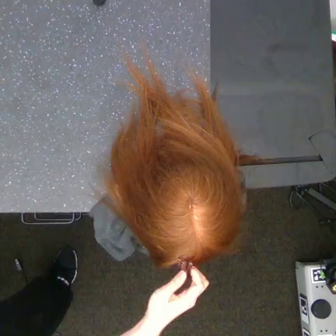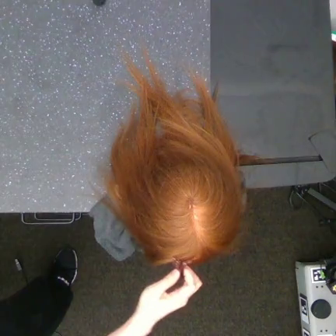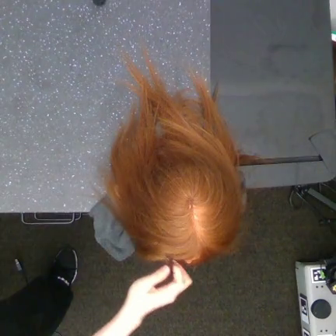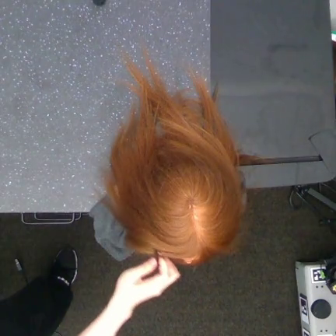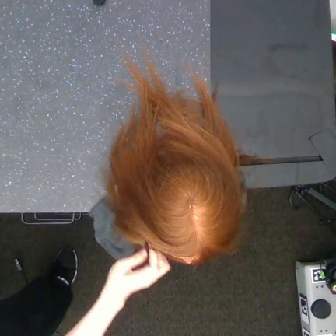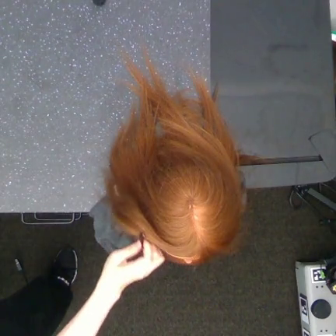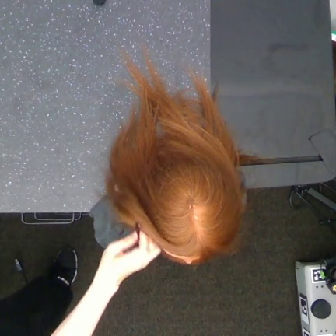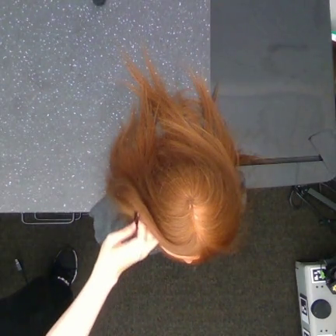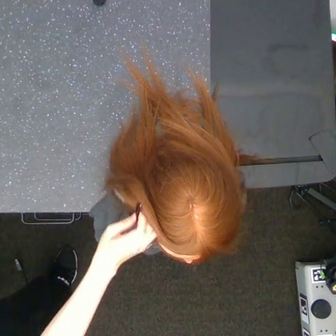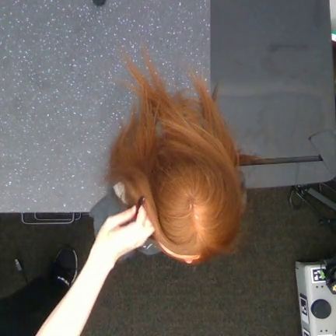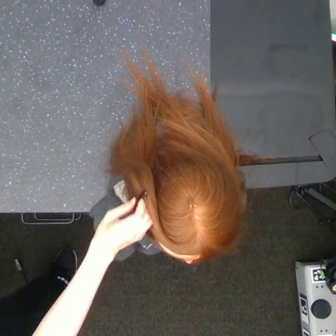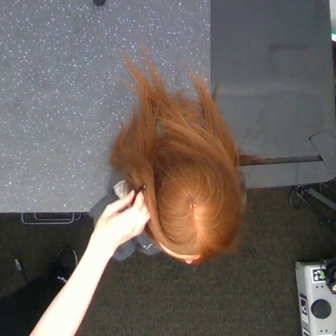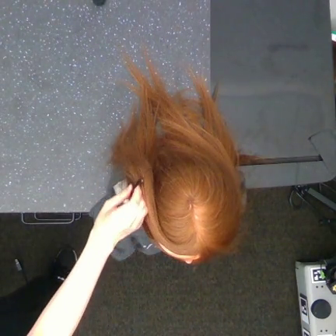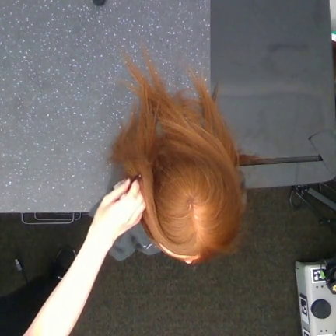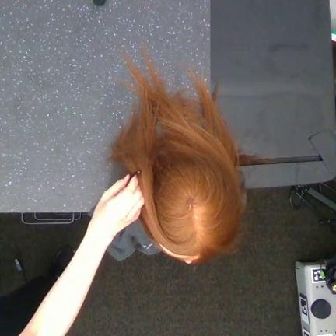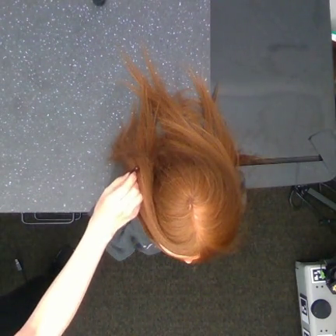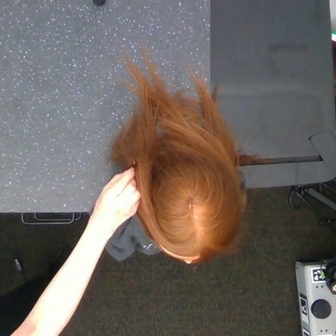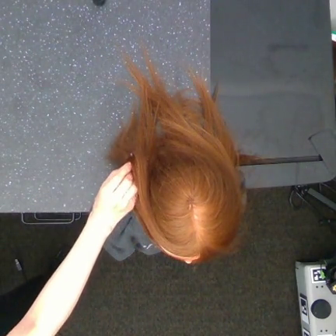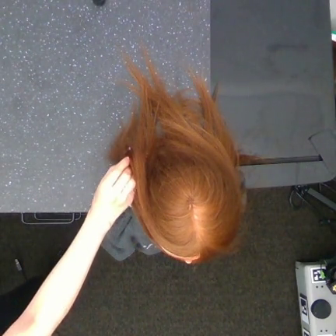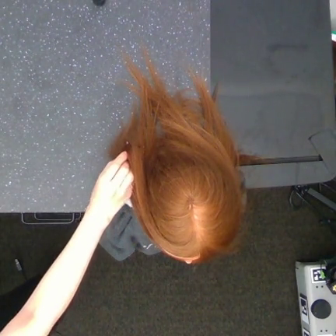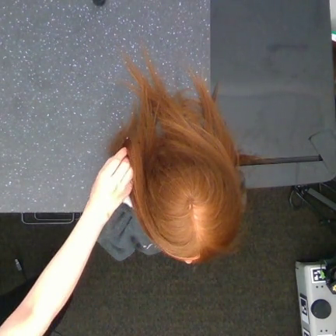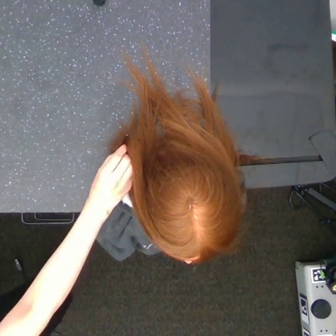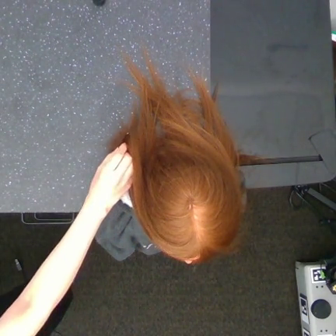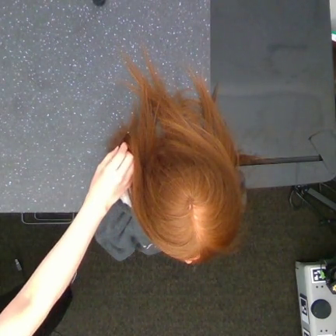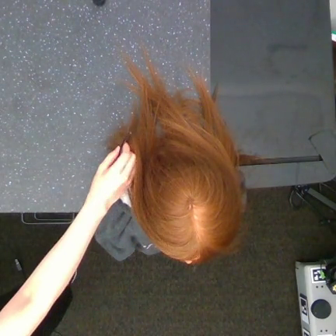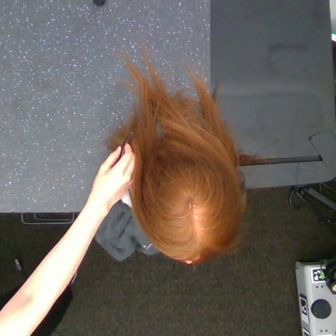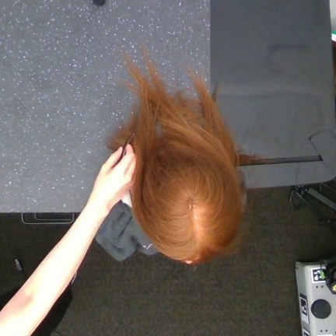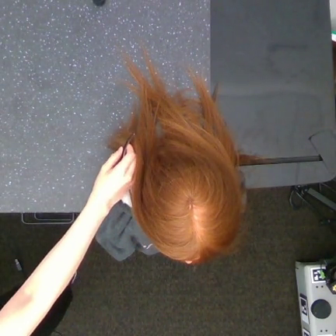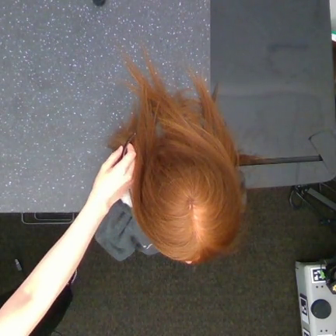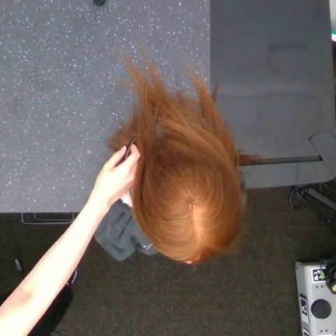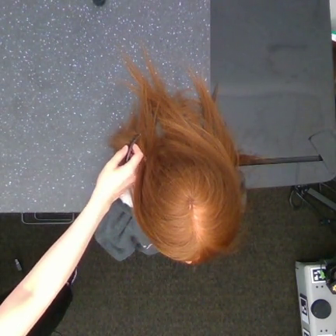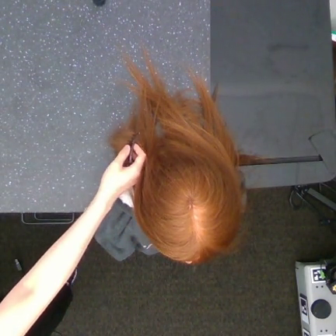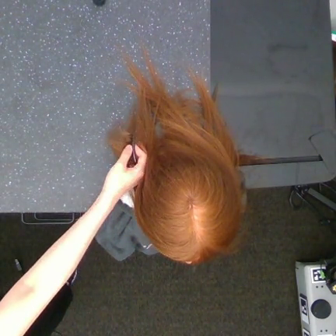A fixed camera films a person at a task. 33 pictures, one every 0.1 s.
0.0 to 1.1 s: The hand goes upward and to the left.
1.1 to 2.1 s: The hand goes upward.
2.1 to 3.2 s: The hand goes to the right.
Task: tidy front hair.
